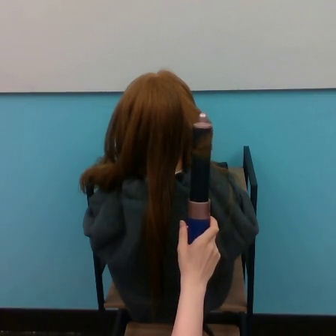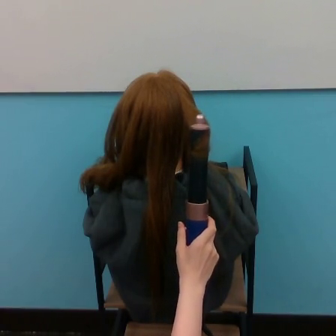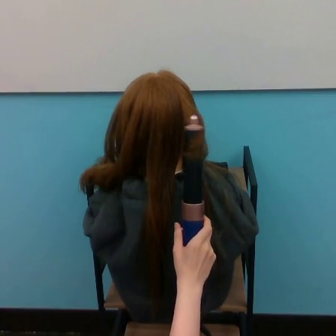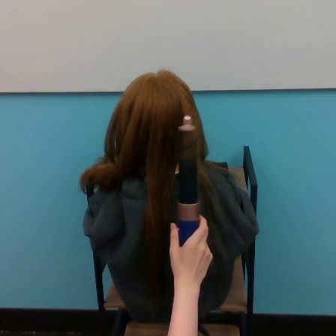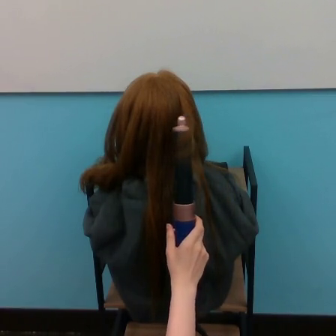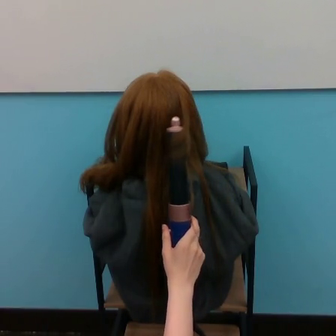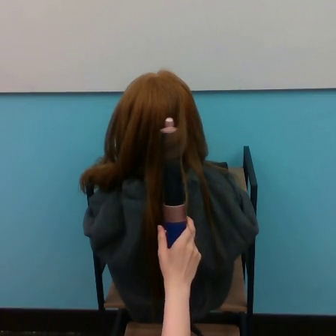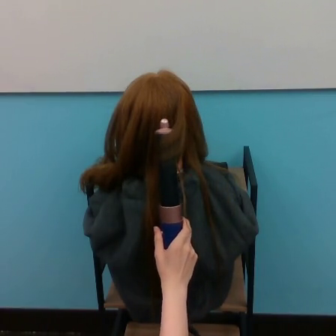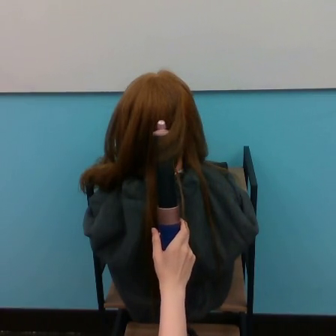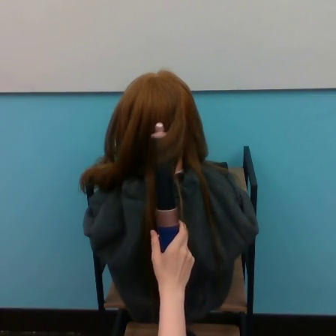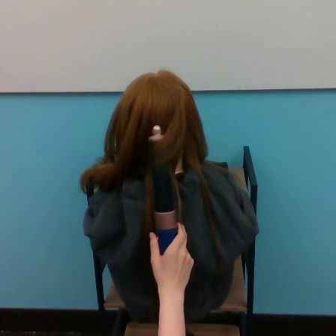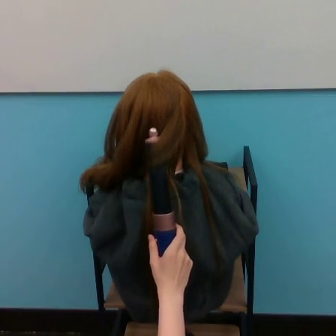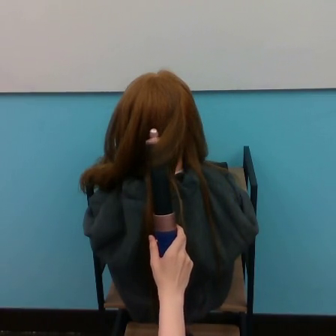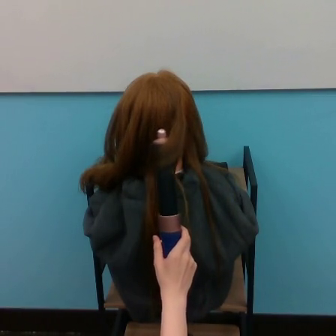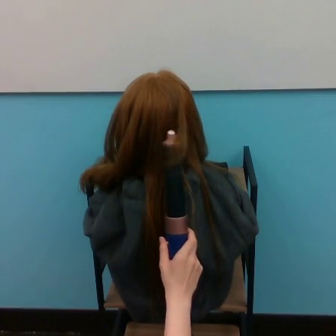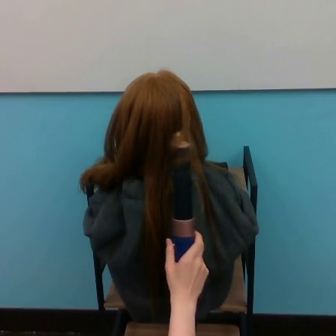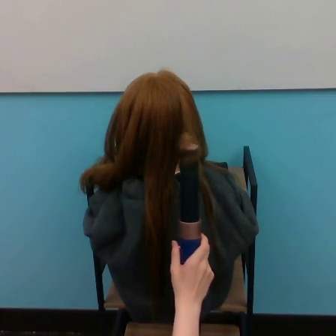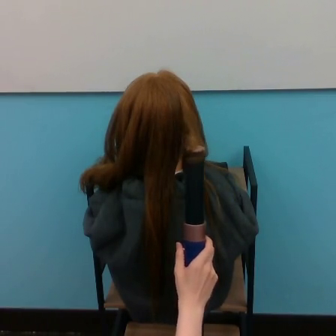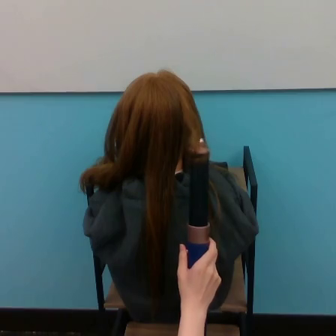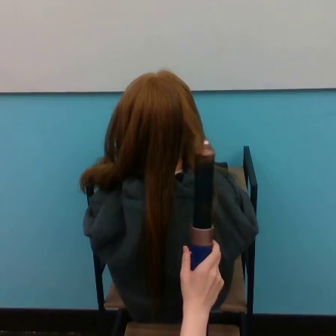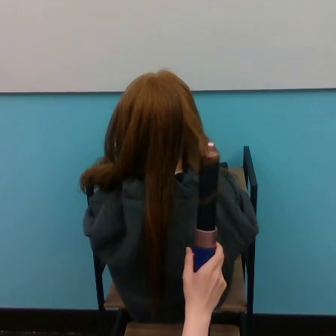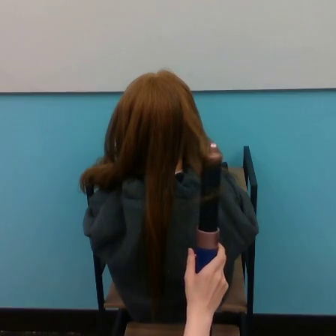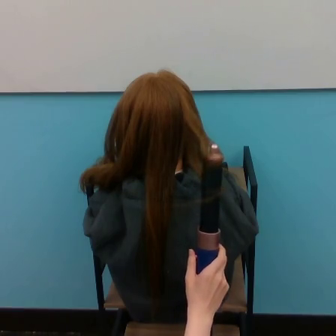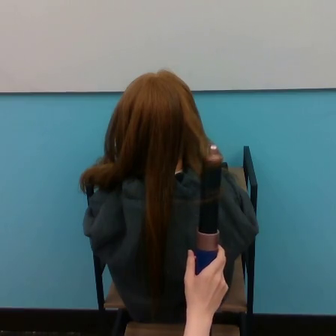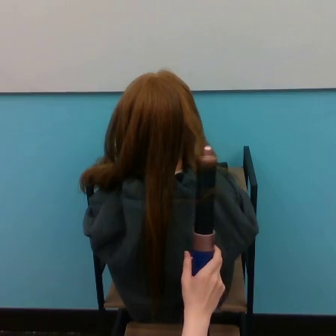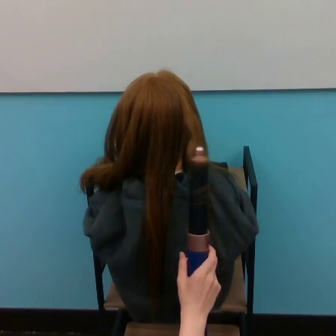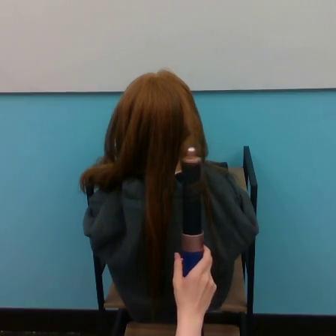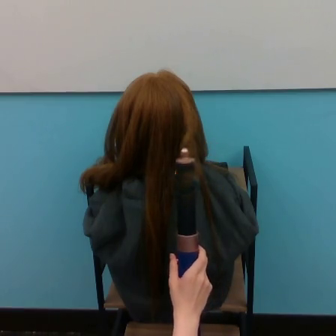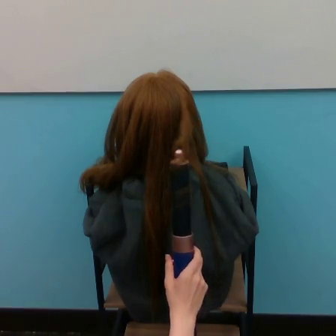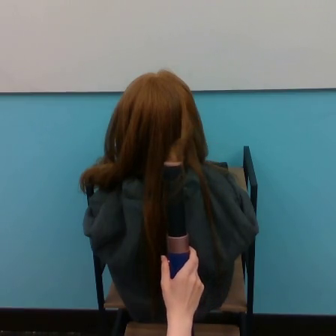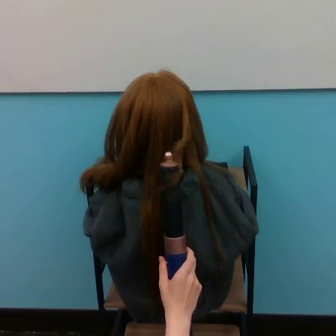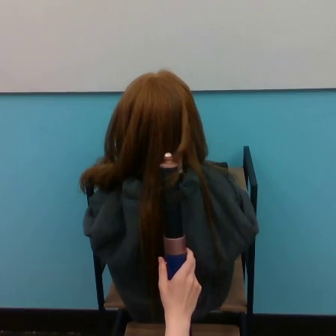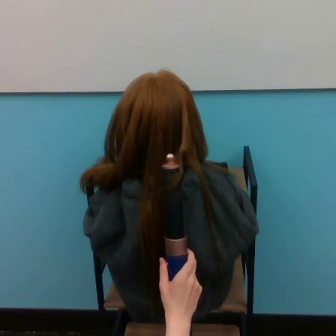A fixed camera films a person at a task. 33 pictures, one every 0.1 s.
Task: curl hair.
0.0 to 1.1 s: The hand goes to the left.
1.1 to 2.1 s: The hand goes to the right and downward.
2.1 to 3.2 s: The hand goes to the left.
